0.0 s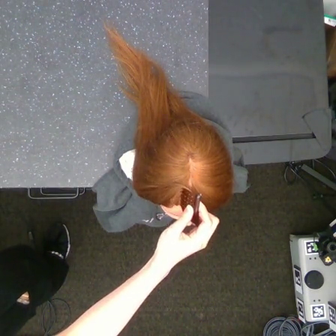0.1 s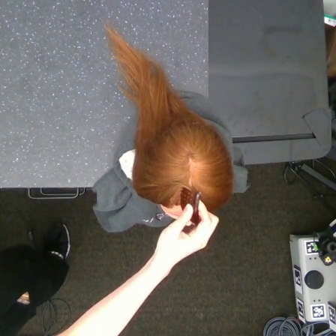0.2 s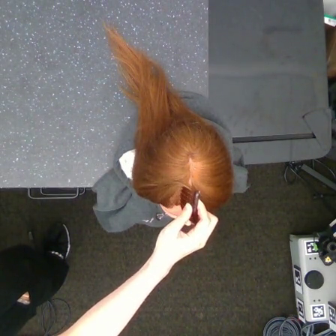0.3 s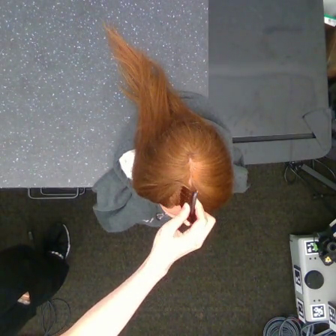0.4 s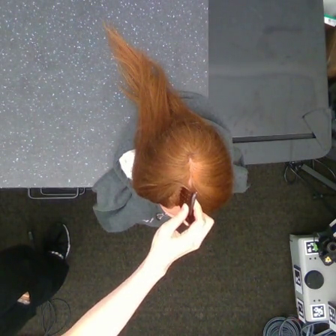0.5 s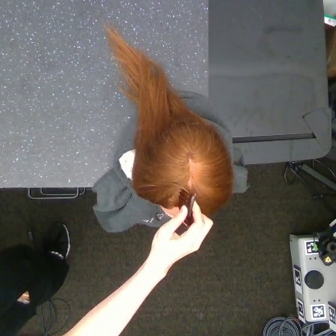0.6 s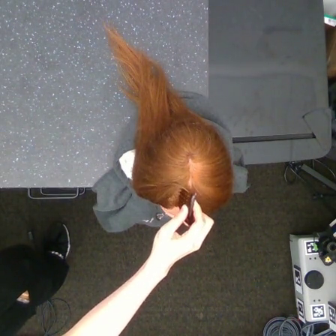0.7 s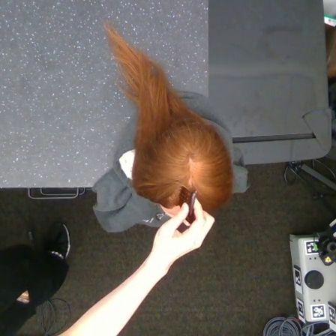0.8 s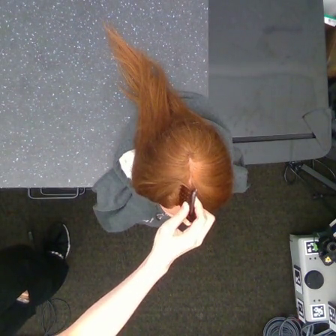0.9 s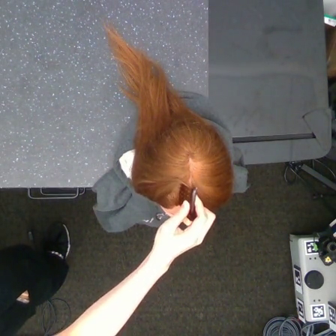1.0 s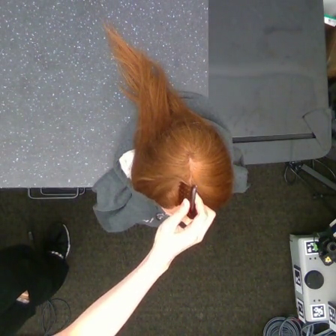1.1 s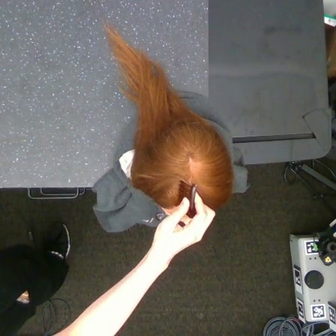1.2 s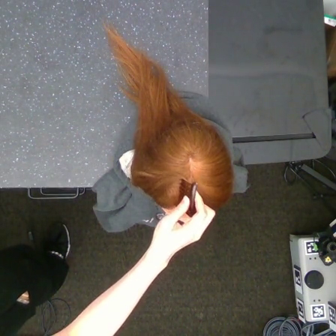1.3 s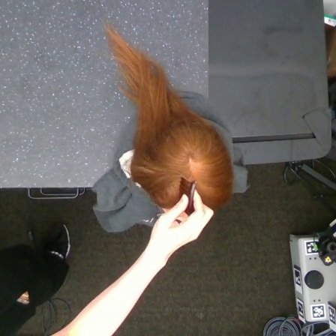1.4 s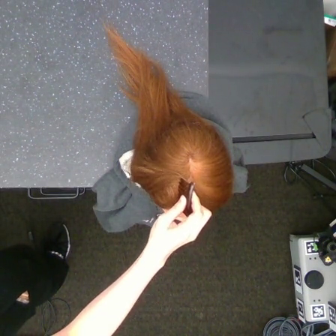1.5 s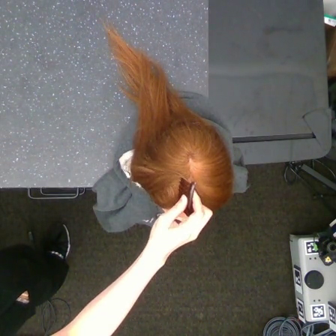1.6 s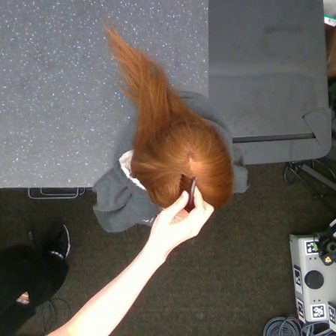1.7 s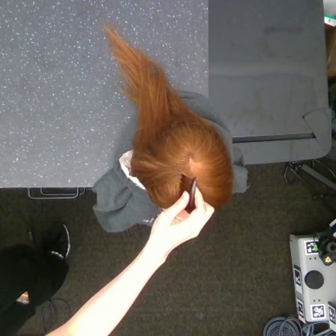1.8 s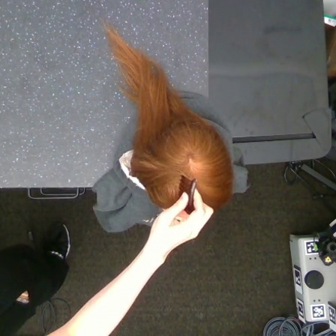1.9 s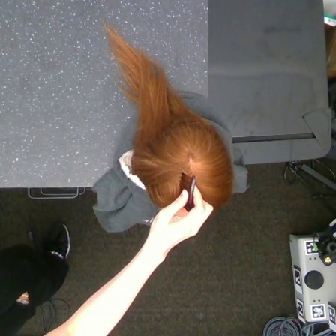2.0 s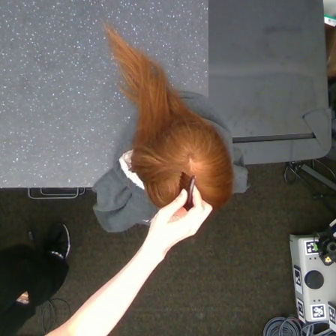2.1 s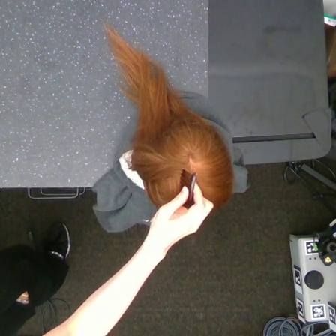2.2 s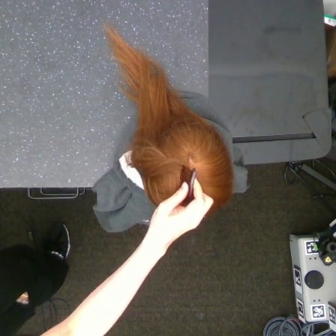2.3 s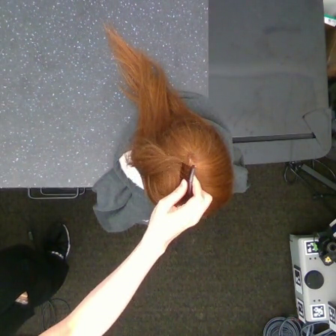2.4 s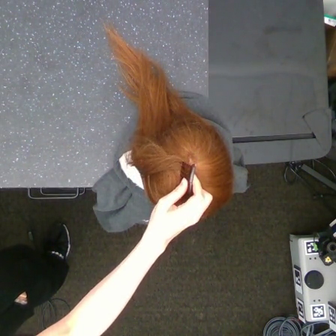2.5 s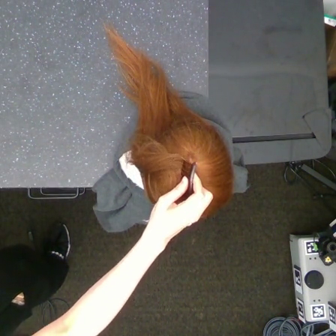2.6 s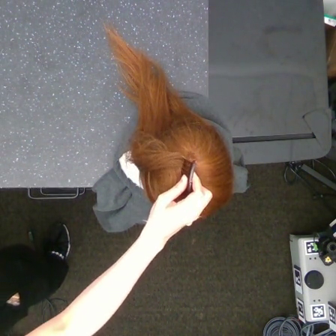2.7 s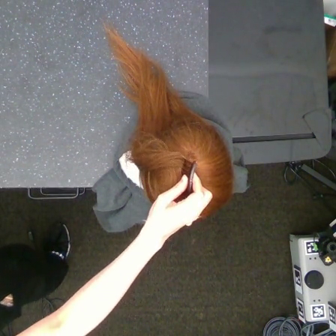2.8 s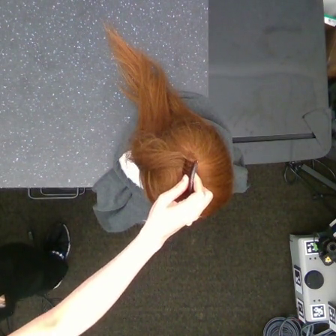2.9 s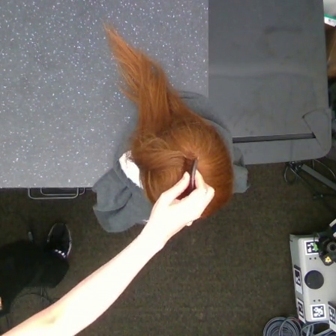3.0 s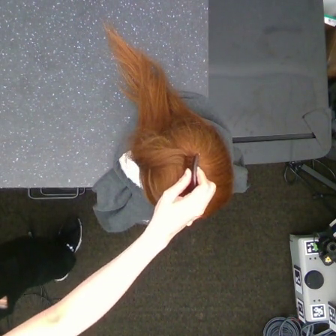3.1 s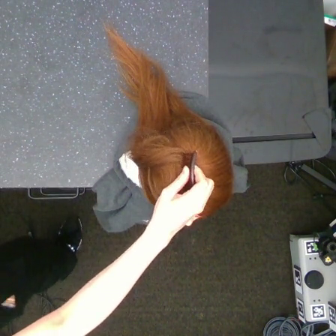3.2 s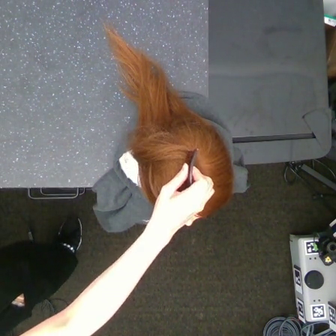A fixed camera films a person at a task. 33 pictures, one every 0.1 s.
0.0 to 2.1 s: The hand goes upward.
2.1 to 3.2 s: The hand goes upward.
Task: part hair.
